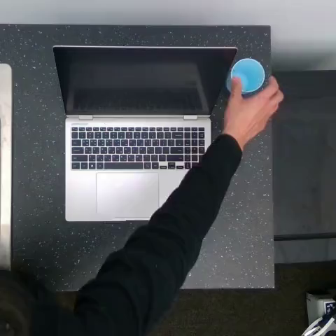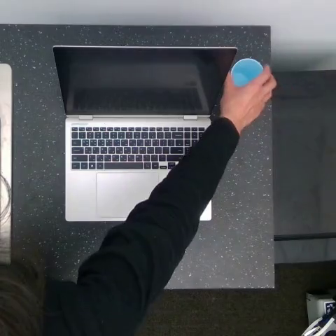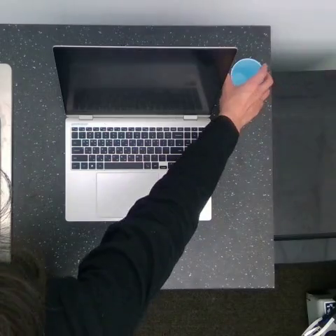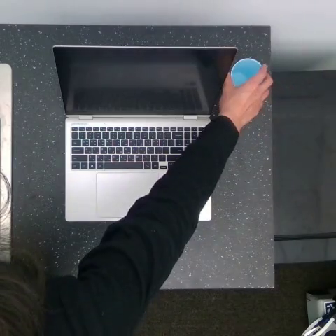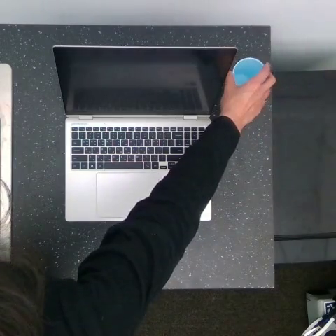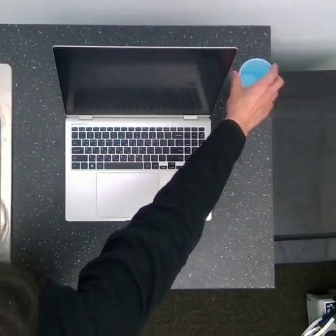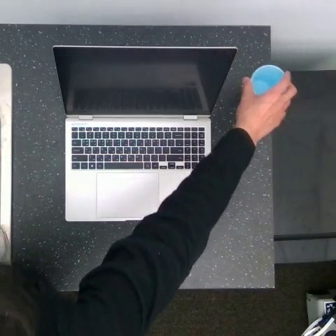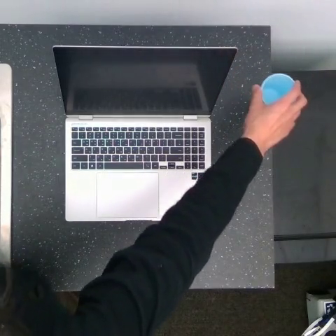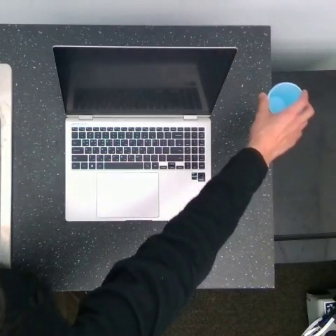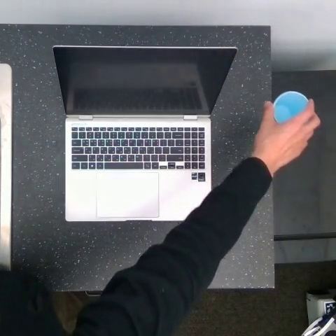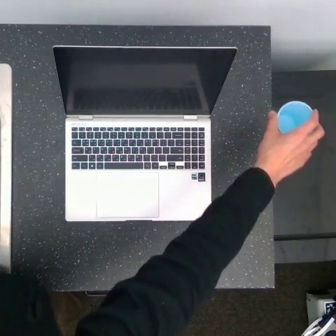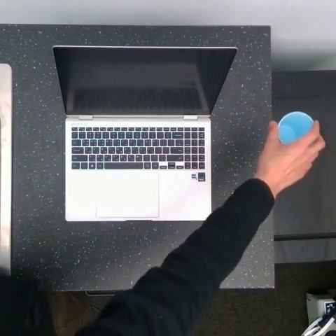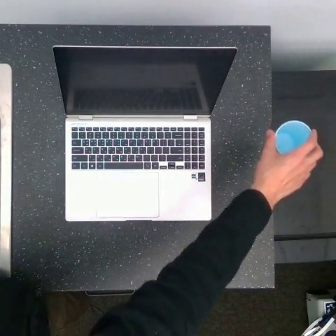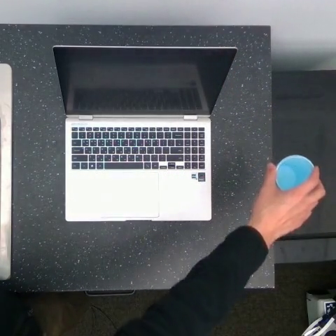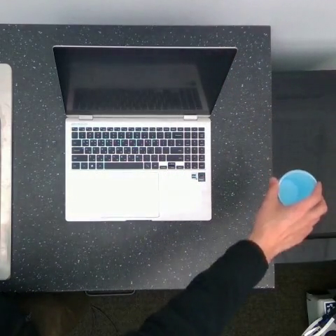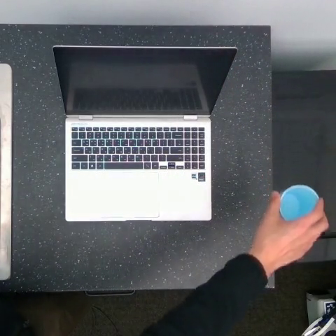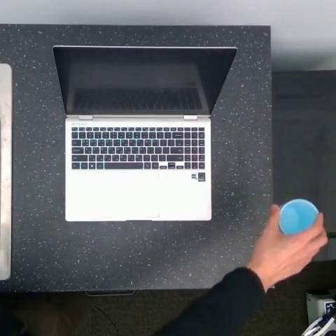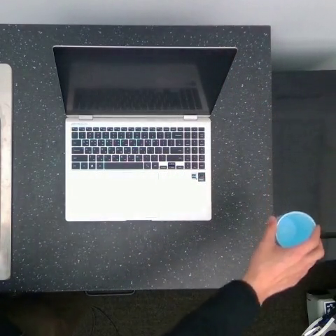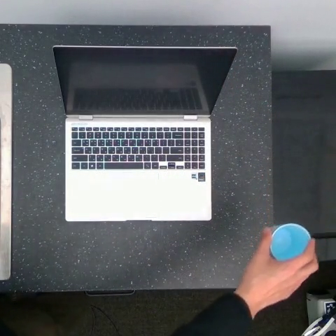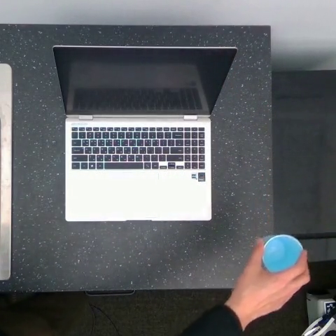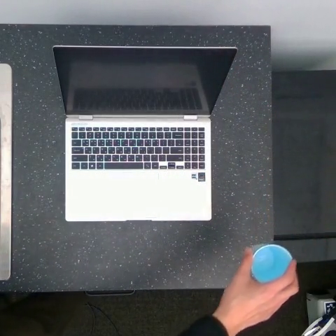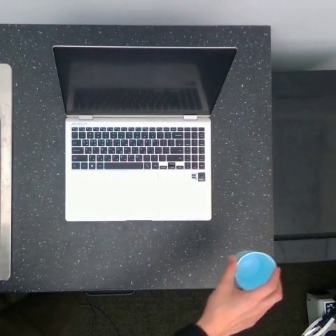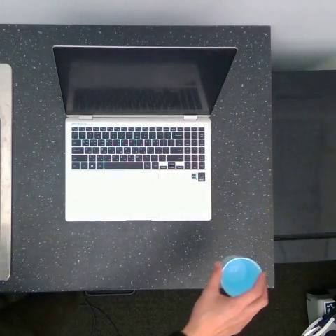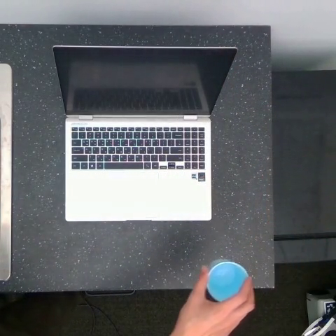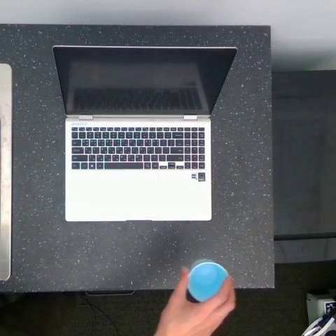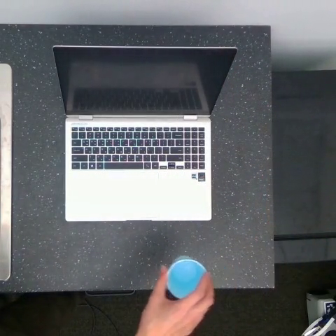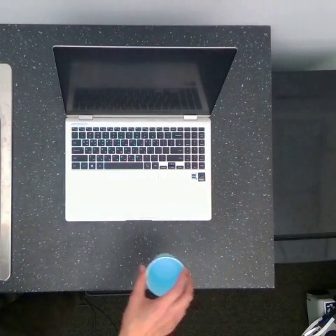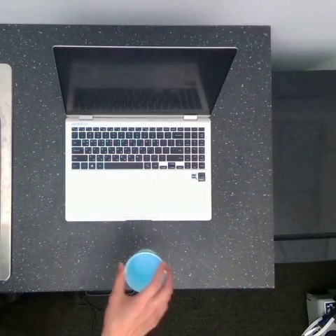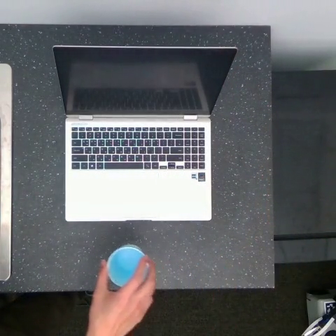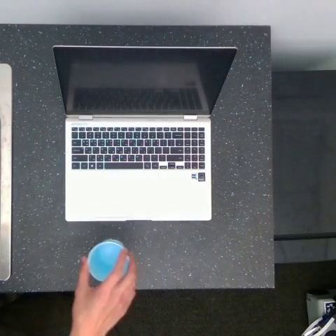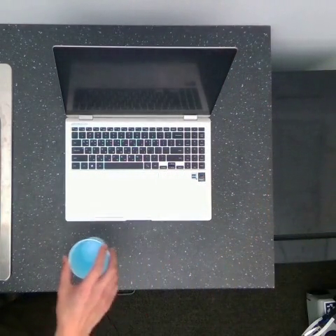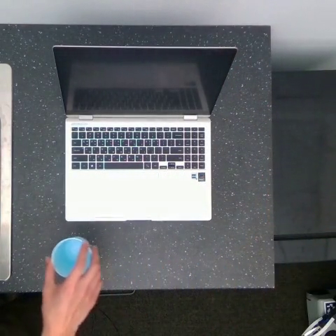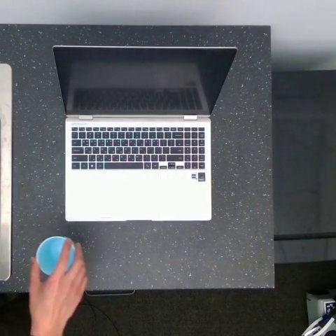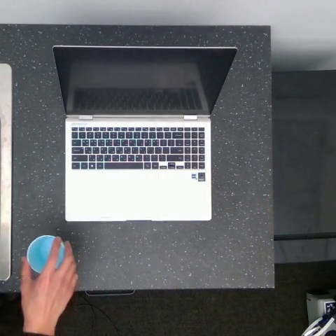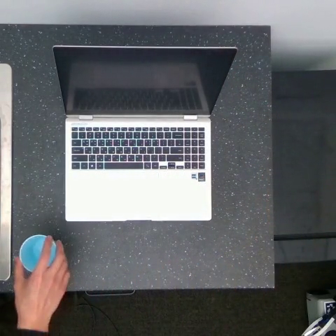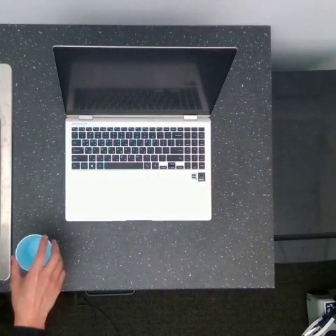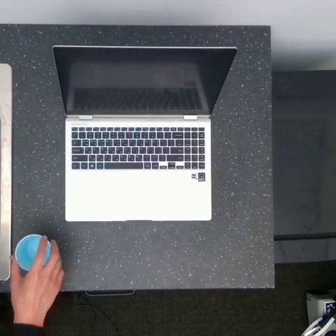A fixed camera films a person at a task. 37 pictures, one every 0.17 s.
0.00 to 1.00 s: The hand moves only a little.
1.00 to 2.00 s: The hand goes downward and to the right.
2.00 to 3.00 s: The hand goes downward.
3.00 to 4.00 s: The hand goes to the left and downward.
4.00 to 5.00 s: The hand goes to the left.
5.00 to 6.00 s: The hand goes to the left.
Task: pick up the cup and place it to the lower left of the laptop.
Motion: move downward, getting farther from the laptop, then move to the left following a convex curve.
